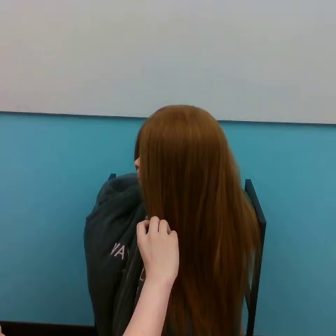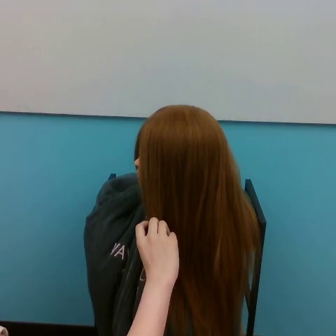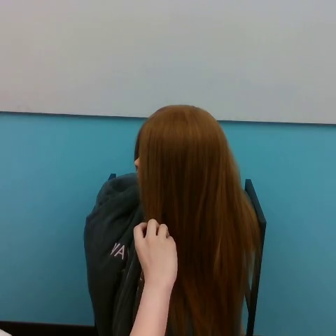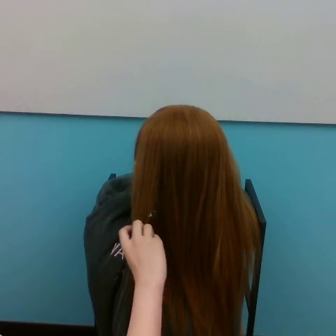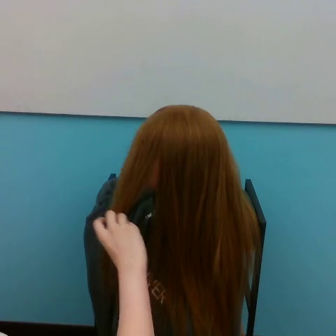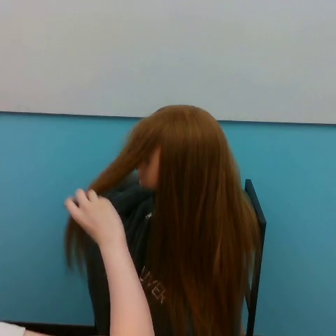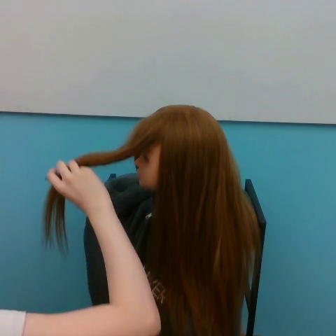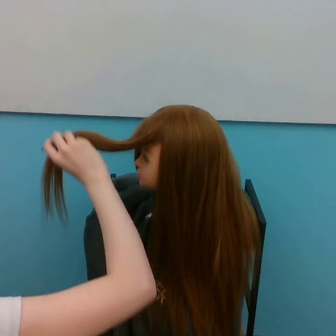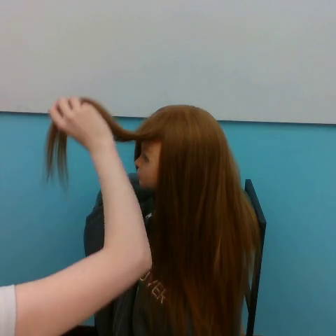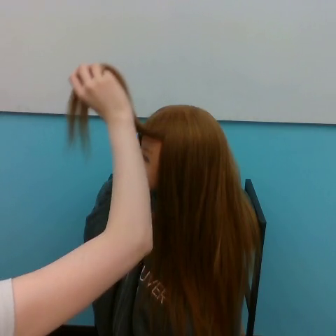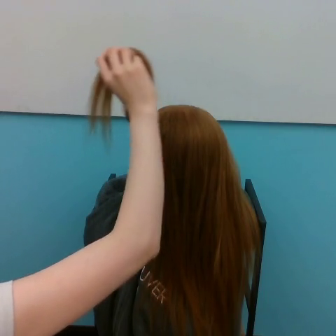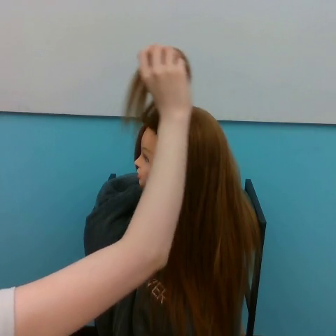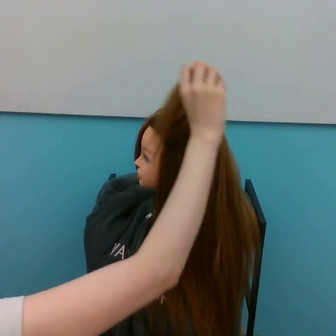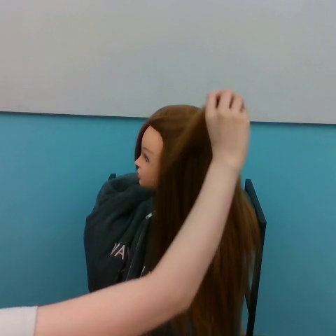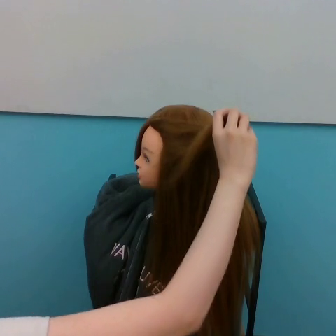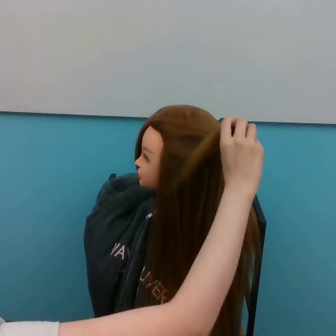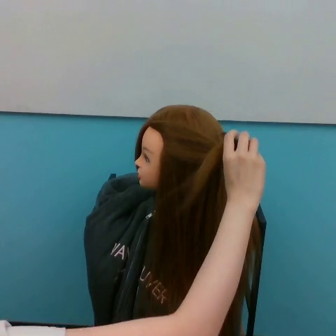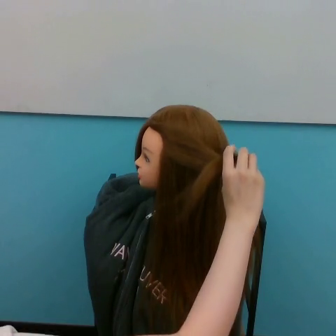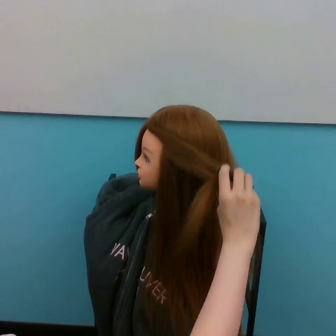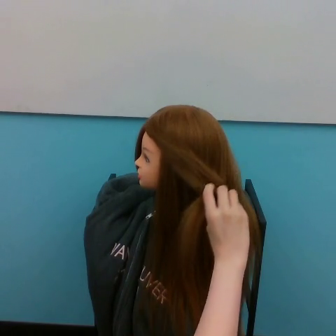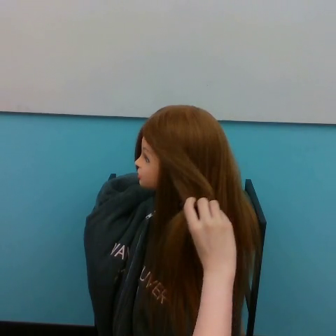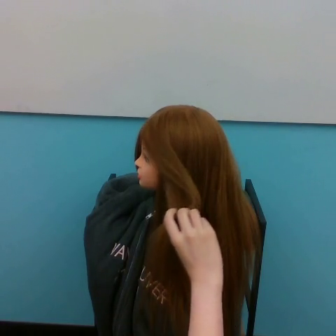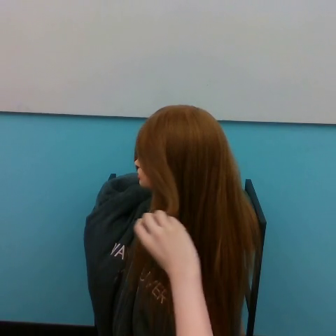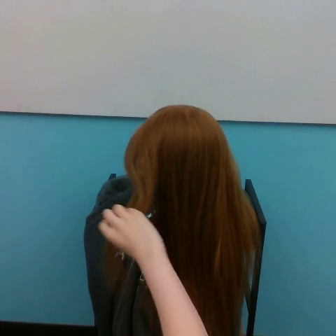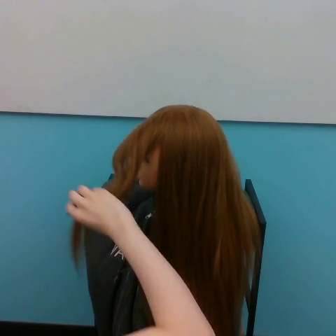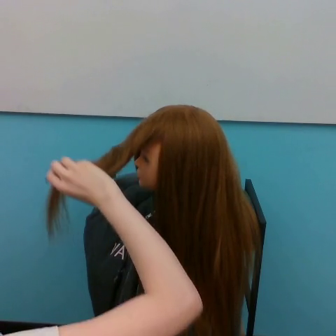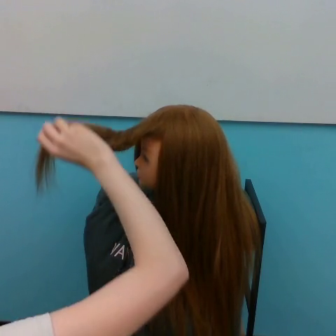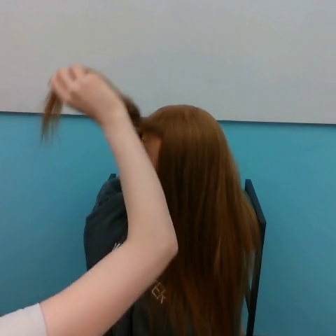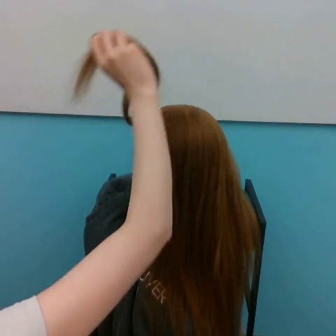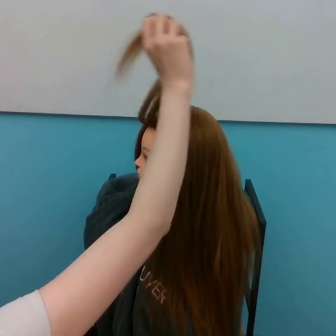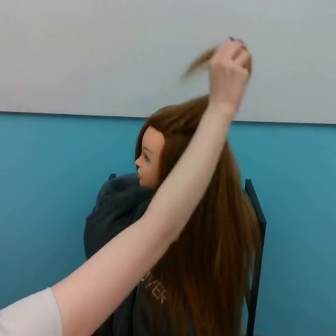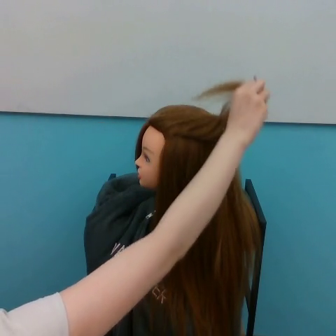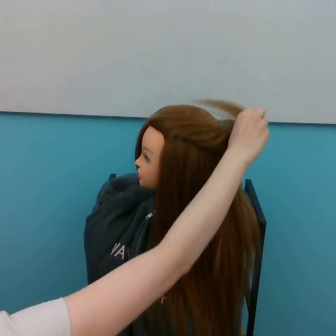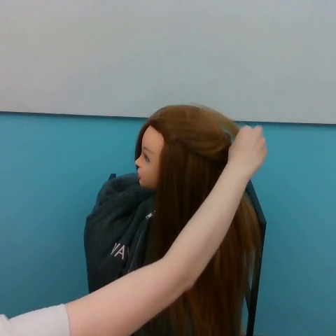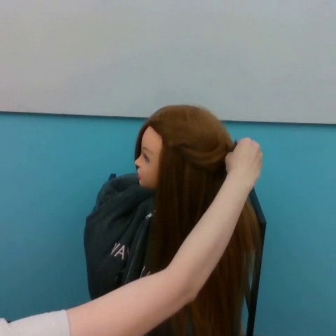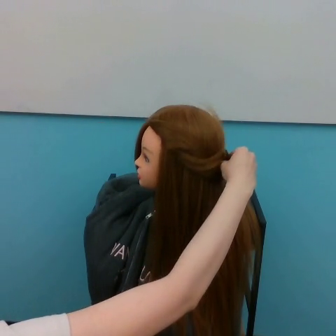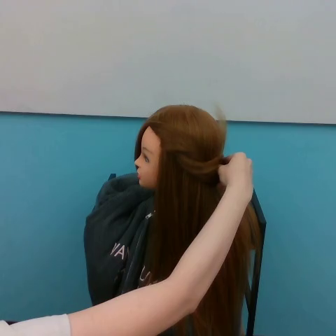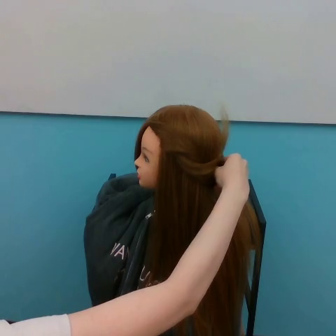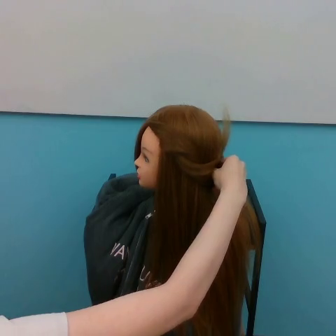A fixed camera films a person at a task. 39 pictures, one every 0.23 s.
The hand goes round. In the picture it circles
clockwise.
0.00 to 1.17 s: The hand goes to the left and upward.
1.17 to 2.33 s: The hand goes upward, on a clockwise arc.
2.33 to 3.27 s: The hand goes to the right and downward, on a clockwise arc.
3.27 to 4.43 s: The hand goes downward.
4.43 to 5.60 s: The hand goes to the left.
5.60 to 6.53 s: The hand goes upward, on a clockwise arc.
6.53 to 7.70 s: The hand goes to the right and downward, on a clockwise arc.
7.70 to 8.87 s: The hand goes downward and to the left.
In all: It circles clockwise, turning through about 630 degrees.
Task: tidy side hair.
Motion: make 2 circular motions clockwise.
